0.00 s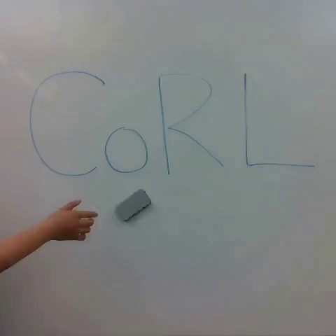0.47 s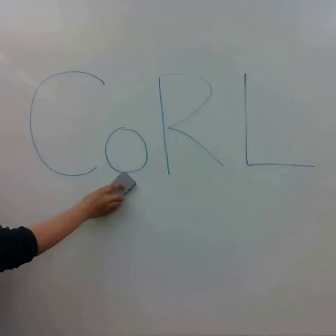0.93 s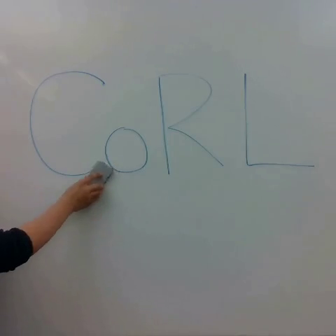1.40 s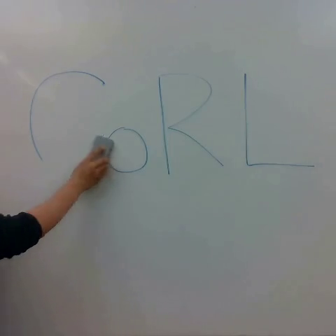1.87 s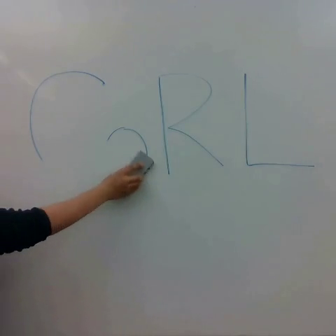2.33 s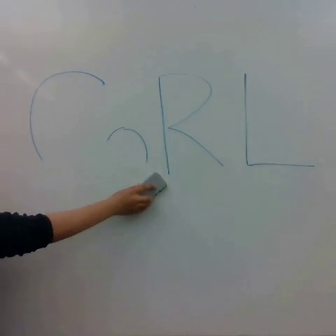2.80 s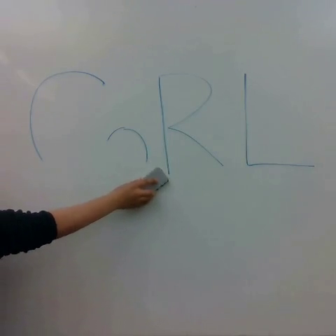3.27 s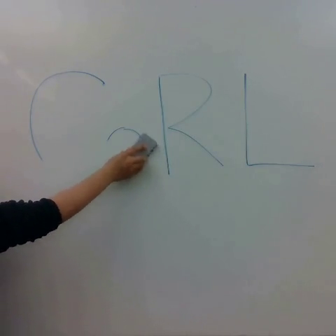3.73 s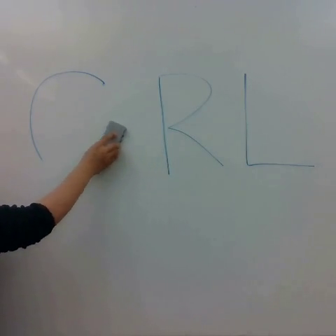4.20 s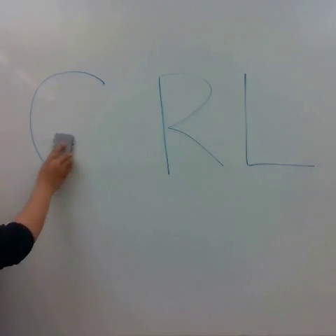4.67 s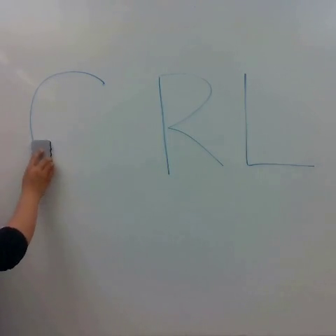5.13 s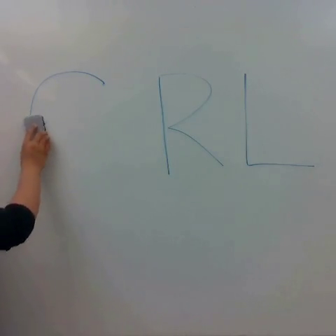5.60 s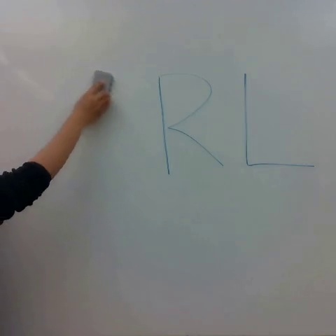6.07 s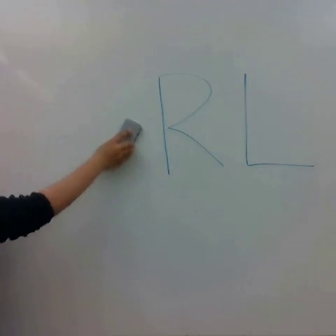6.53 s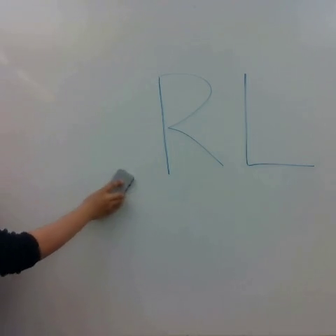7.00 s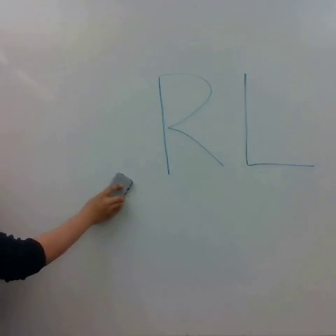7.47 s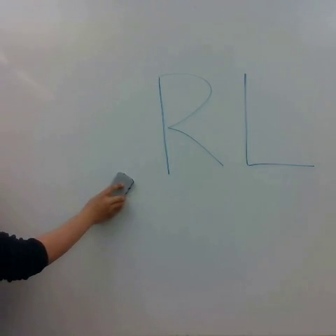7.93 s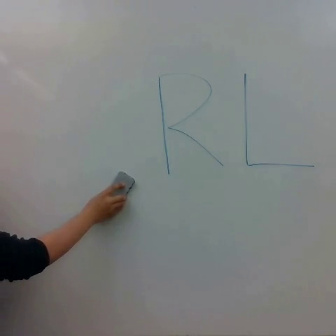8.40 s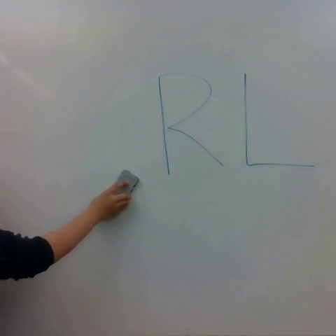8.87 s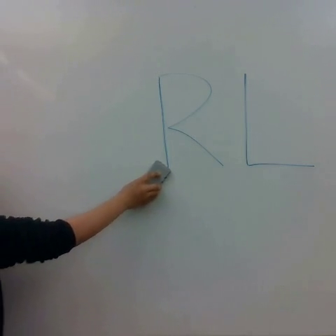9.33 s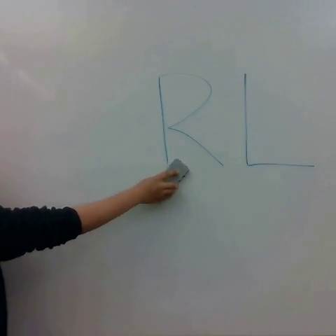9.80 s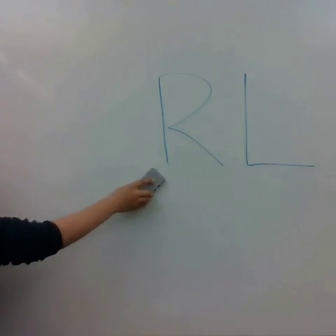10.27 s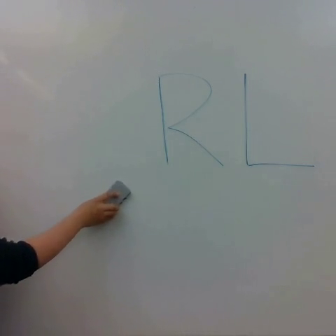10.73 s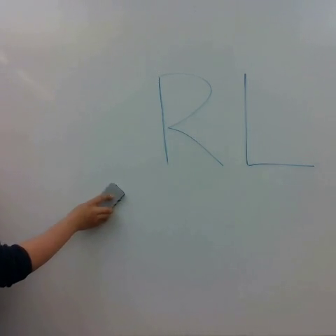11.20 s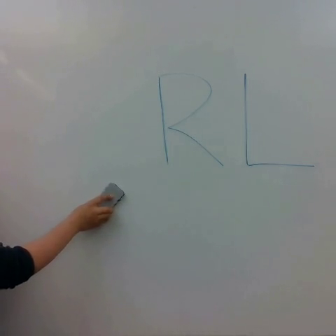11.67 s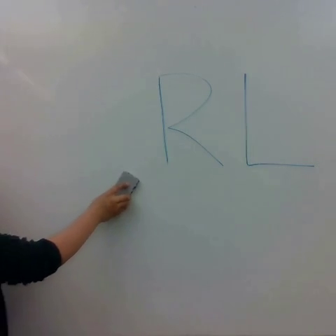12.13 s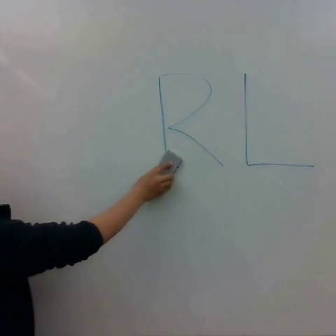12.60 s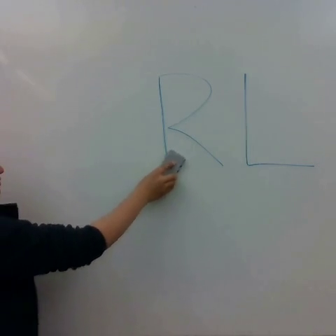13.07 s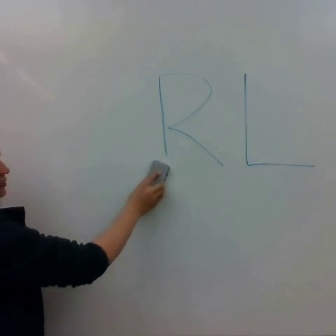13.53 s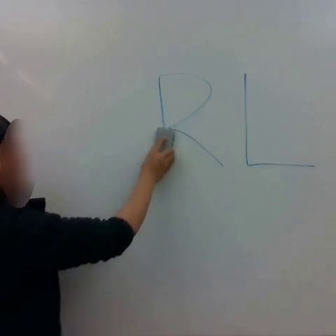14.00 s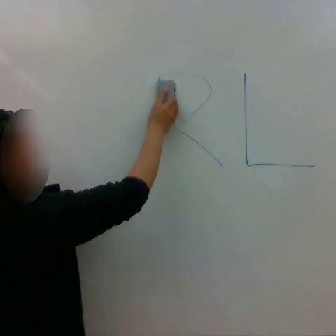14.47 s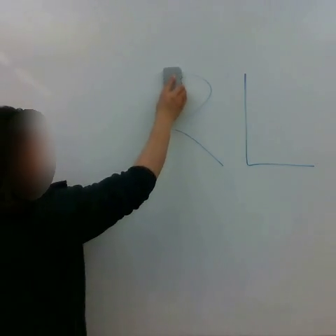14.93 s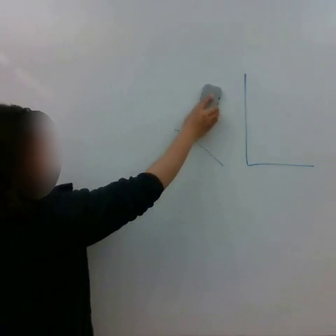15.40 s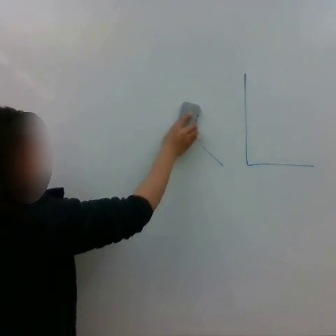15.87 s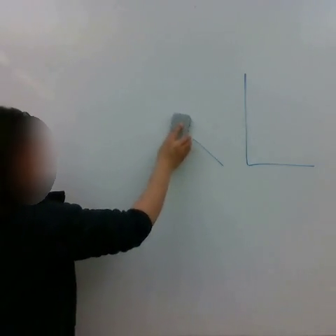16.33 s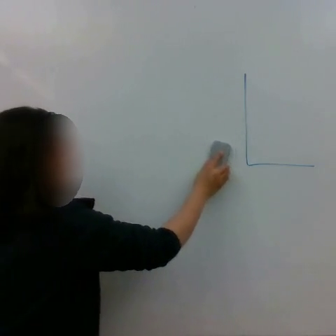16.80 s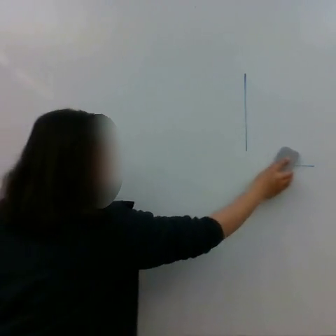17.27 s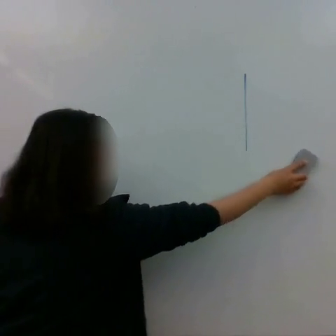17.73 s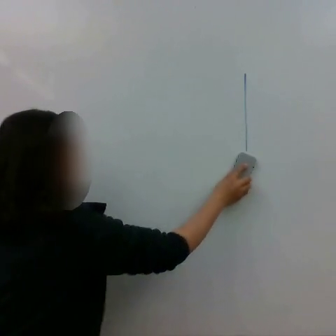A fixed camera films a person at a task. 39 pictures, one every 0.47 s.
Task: erase whiteboard.
Motion: follow the lines on the whiteboard.
0.00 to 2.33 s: The hand goes to the right and upward, then downward.
2.33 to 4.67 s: The hand goes to the left, on a counterclockwise arc.
4.67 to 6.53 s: The hand goes upward and to the right, then downward.
6.53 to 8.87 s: The hand goes to the right.
8.87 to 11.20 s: The hand goes to the left and downward.
11.20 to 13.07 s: The hand goes to the right and upward, then to the left and downward.
13.07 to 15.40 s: The hand goes upward, then downward.
15.40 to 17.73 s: The hand goes to the right, then to the left.
